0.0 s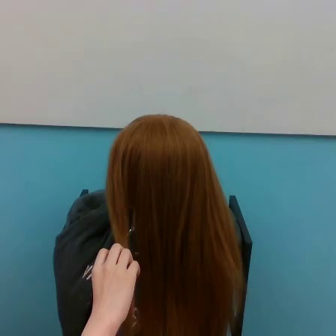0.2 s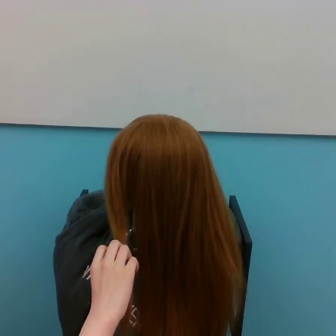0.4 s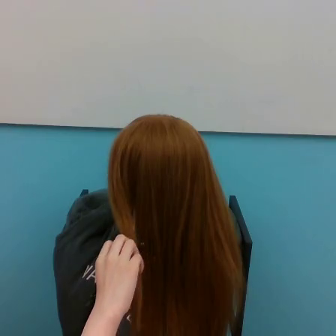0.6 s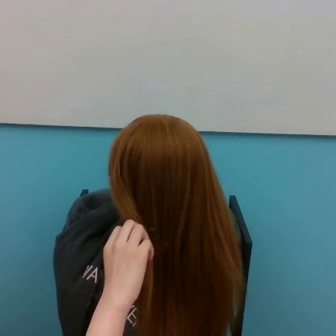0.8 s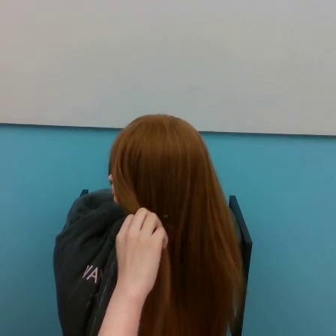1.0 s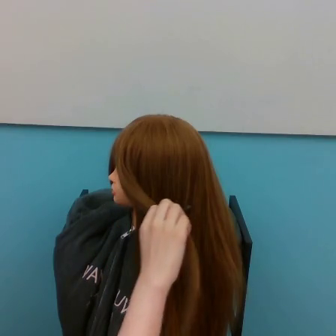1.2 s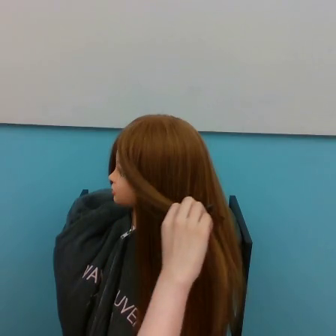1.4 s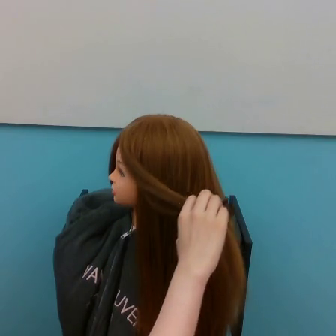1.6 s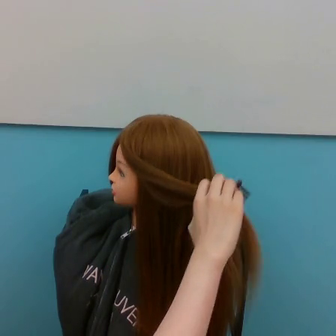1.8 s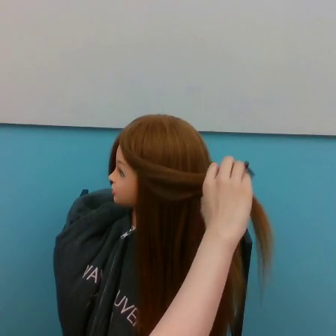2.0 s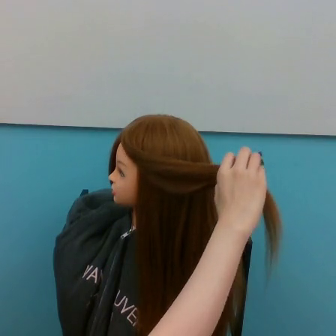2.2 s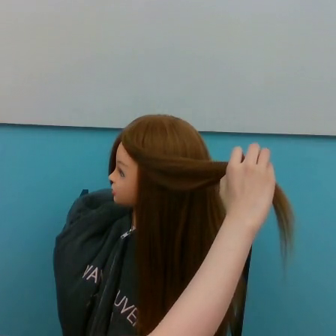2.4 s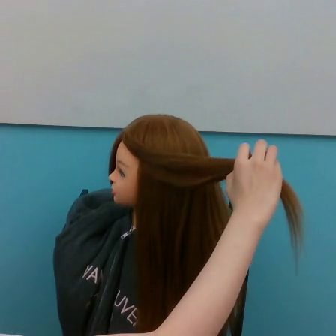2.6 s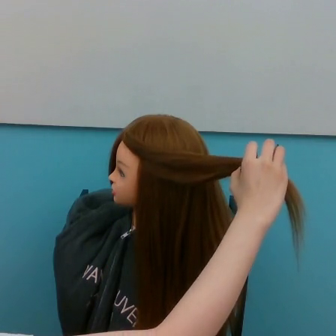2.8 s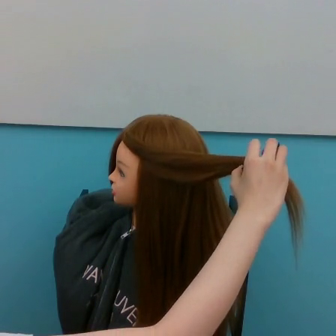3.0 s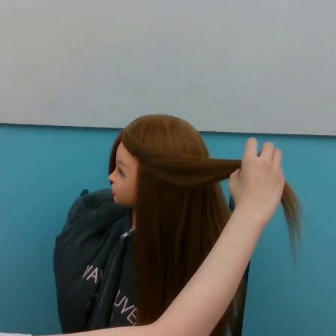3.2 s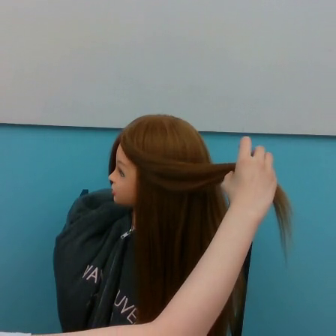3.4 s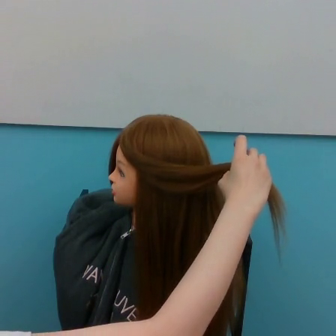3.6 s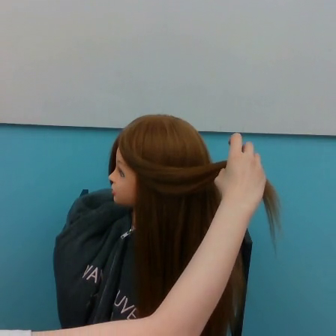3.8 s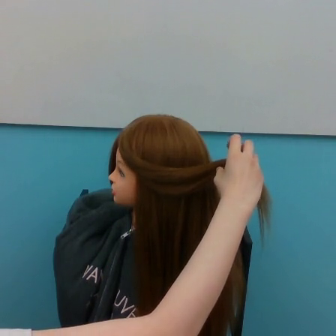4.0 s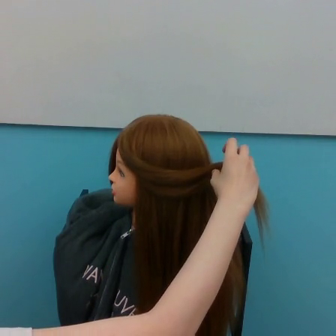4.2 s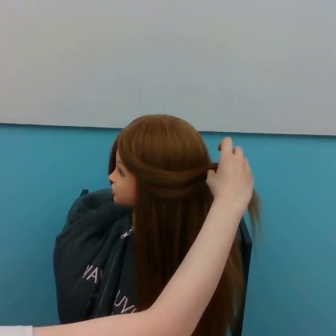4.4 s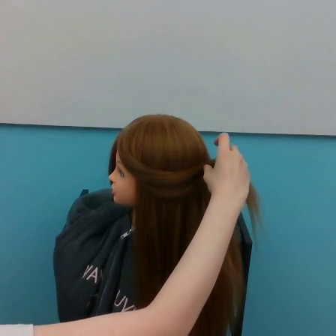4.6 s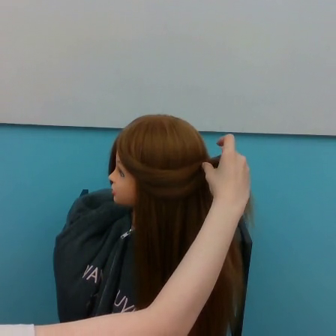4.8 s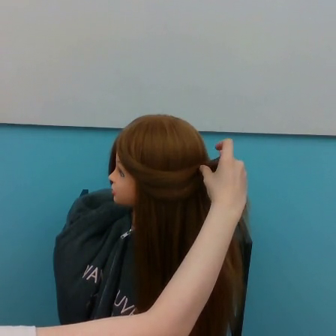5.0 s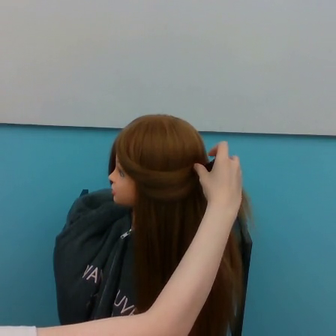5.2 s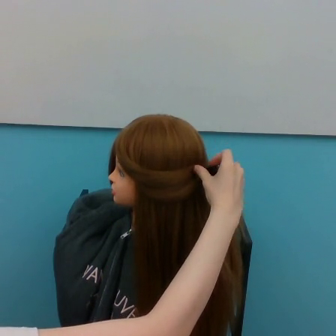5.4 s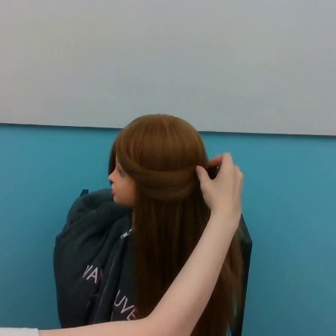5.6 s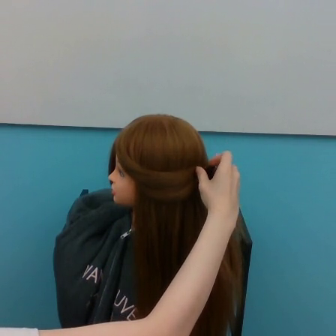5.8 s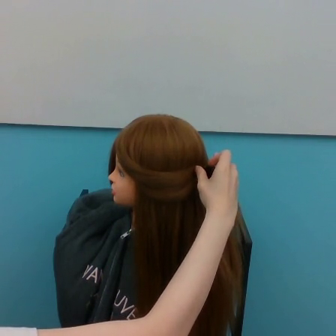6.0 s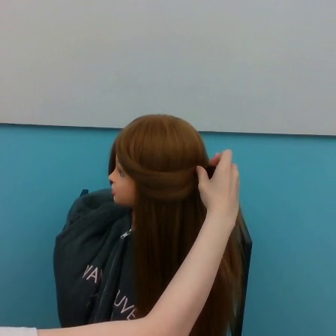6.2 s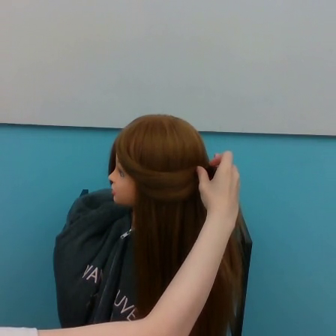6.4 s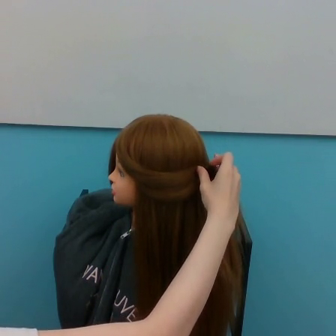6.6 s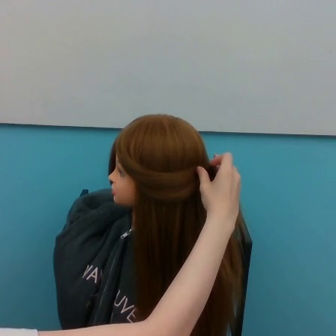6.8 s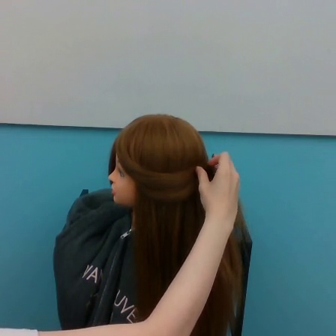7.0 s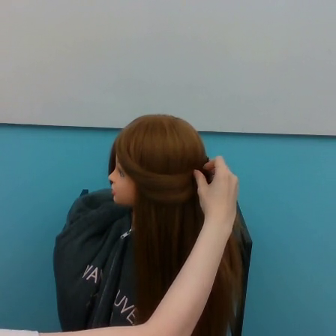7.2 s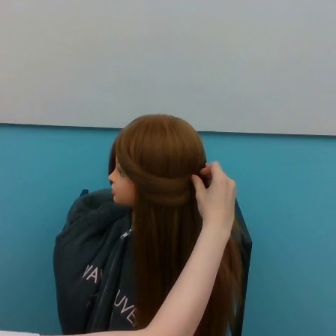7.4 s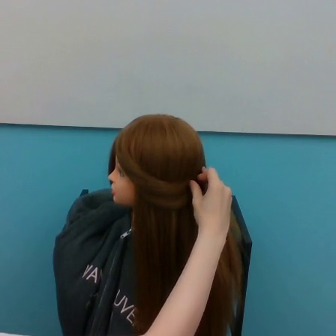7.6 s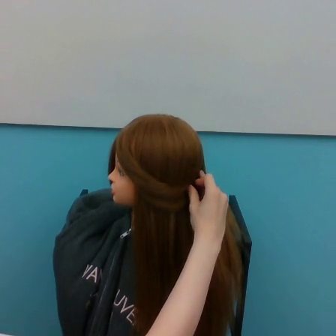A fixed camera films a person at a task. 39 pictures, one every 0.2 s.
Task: tidy side hair.
Motion: move upward and to the right, then move downward and to the left.
0.0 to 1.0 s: The hand goes to the right and upward.
1.0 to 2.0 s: The hand goes to the right and upward.
2.0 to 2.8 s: The hand goes to the right.
2.8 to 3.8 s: The hand goes to the left.
3.8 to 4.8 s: The hand goes to the left.
4.8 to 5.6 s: The hand moves only a little.
5.6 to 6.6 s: The hand stays where it is.
6.6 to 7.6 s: The hand goes downward and to the left.
